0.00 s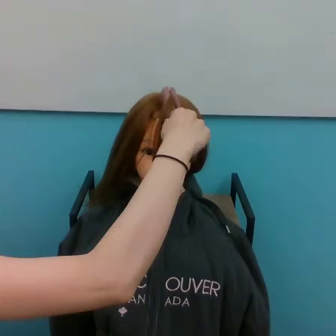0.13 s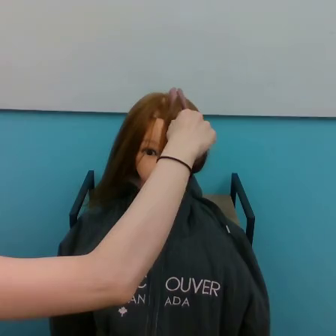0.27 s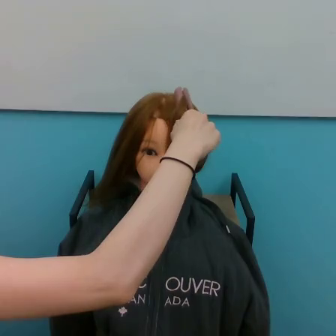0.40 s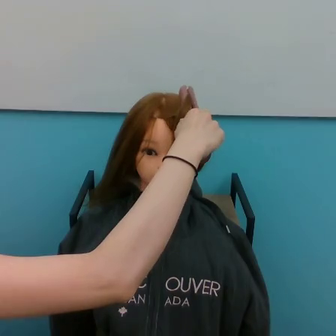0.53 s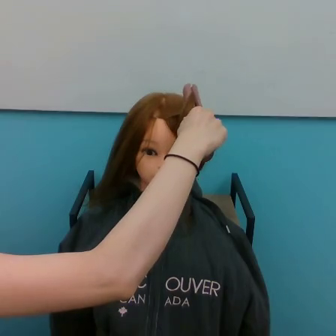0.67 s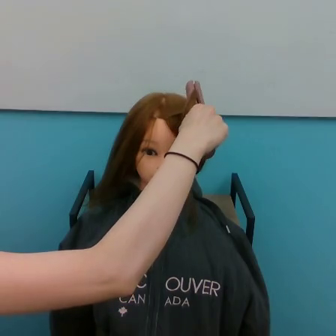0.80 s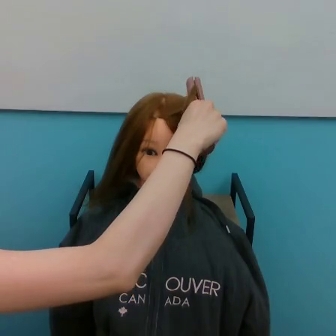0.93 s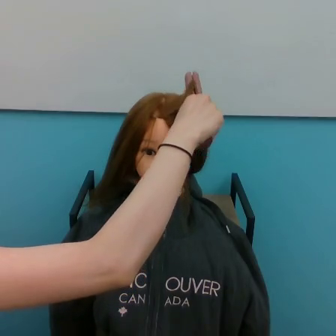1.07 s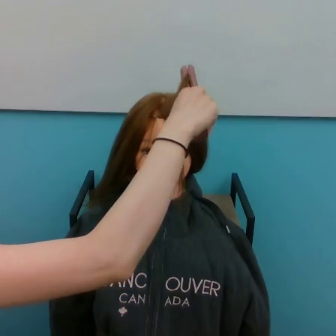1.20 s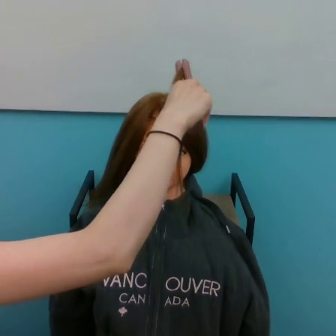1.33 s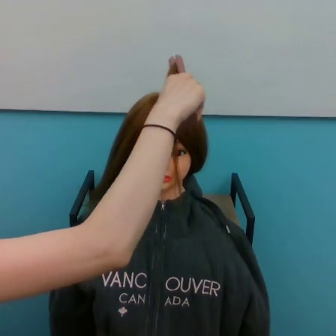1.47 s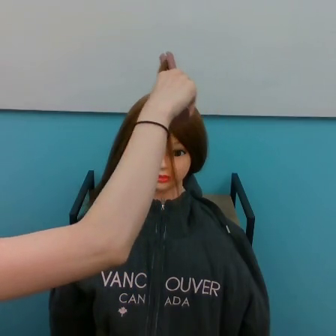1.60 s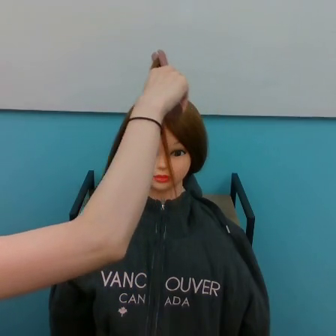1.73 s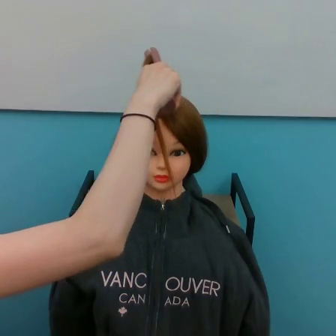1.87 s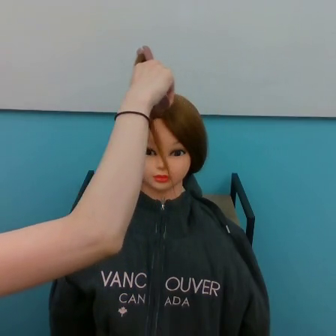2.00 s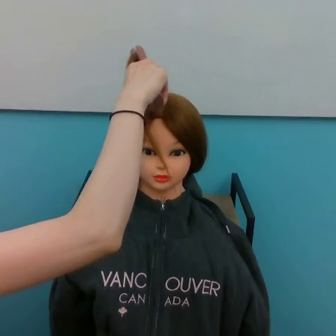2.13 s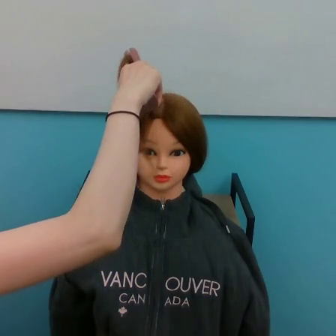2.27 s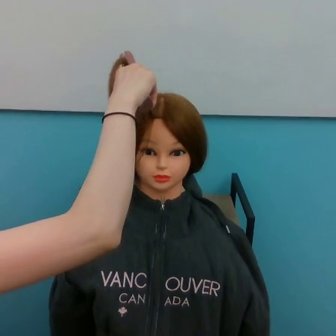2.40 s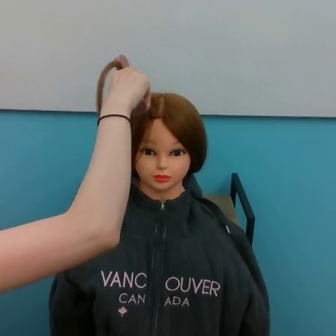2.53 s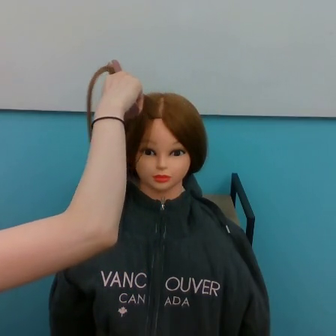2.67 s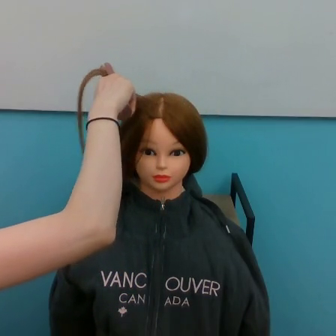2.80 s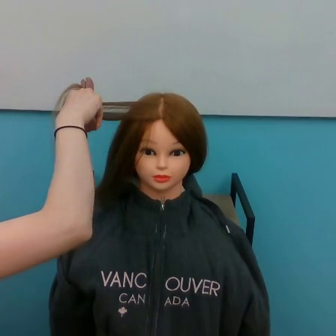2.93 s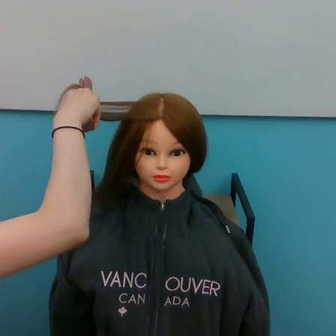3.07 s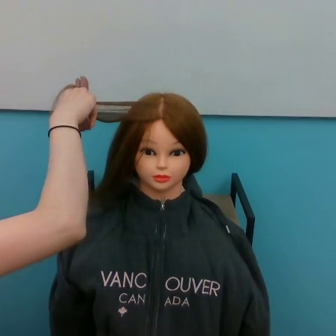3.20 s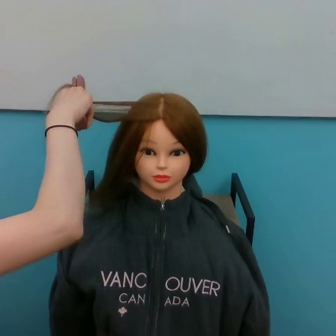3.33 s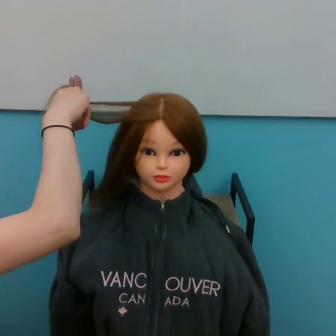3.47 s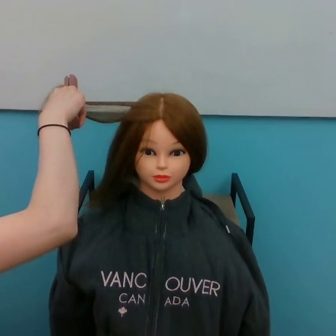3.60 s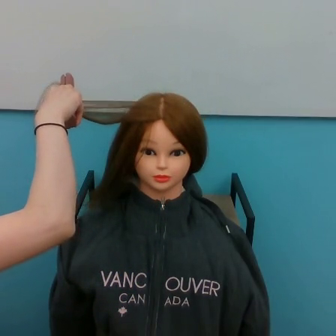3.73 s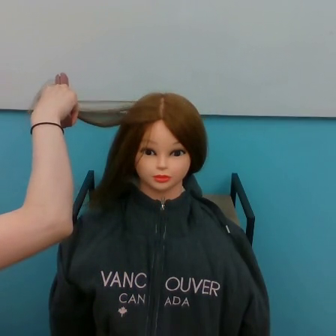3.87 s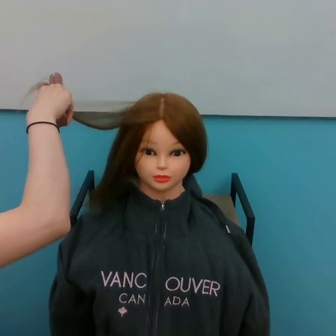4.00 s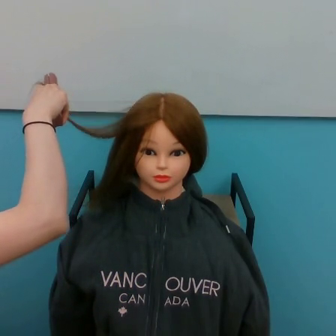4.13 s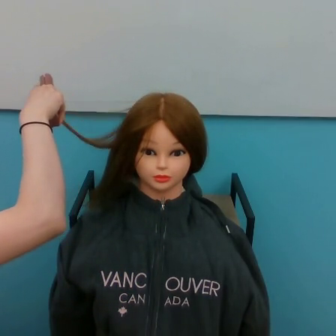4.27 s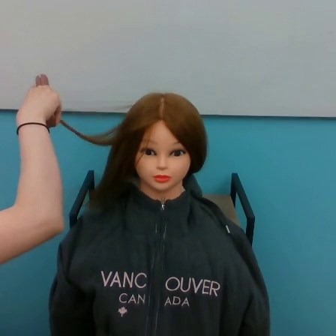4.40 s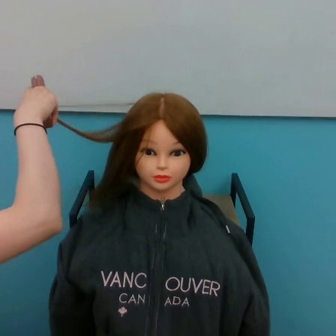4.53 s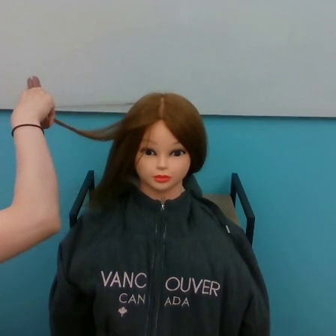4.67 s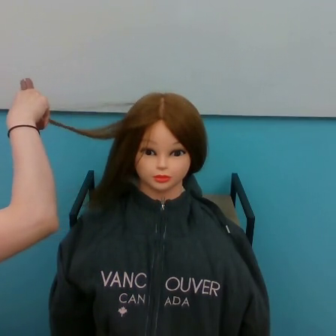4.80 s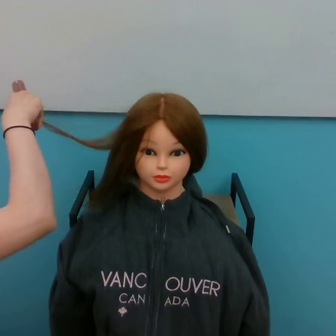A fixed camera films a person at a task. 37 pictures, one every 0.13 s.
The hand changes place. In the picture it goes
to the left.
0.00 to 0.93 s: The hand goes upward, on a counterclockwise arc.
0.93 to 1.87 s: The hand goes to the left and upward.
1.87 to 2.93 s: The hand goes to the left.
2.93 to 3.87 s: The hand goes to the left.
3.87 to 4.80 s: The hand goes to the left.
Task: straighten hair.
Motion: move to the right shortly and move to the left.
